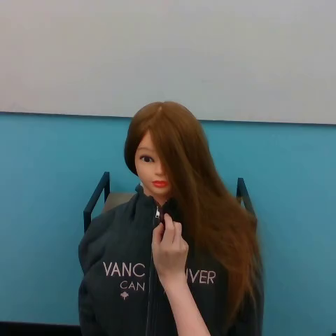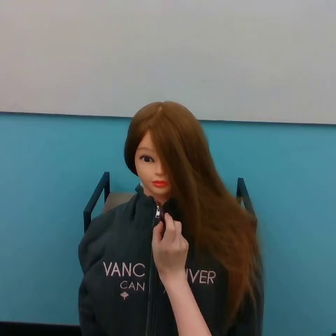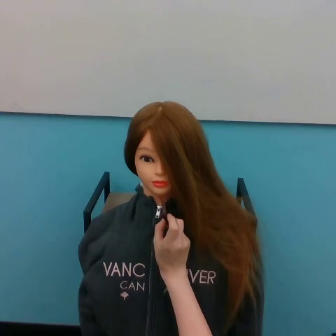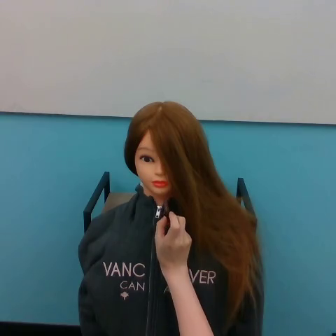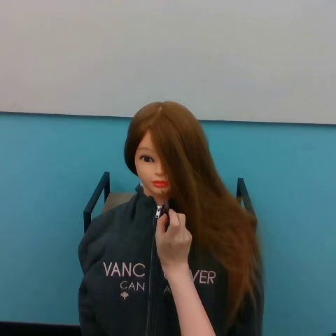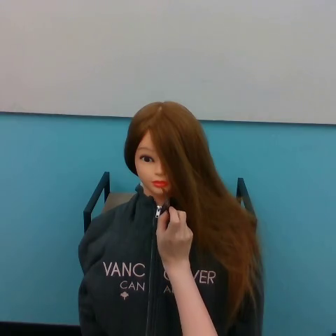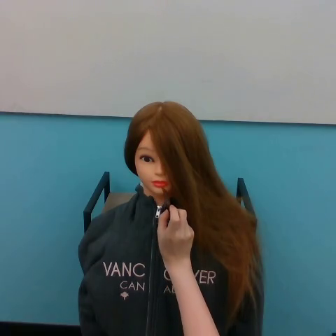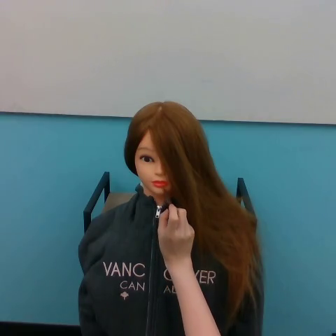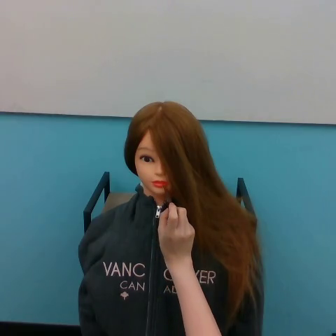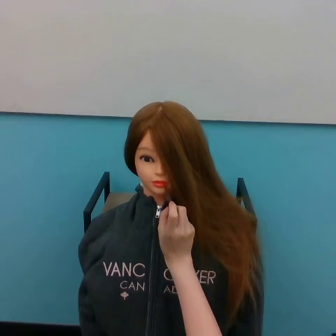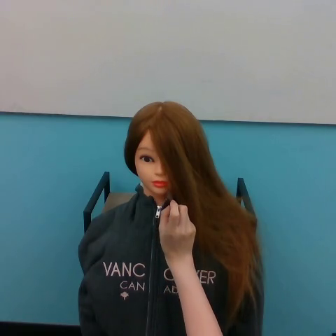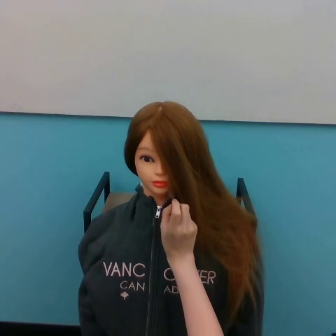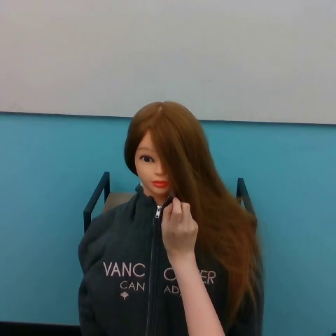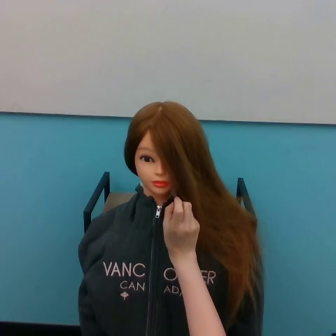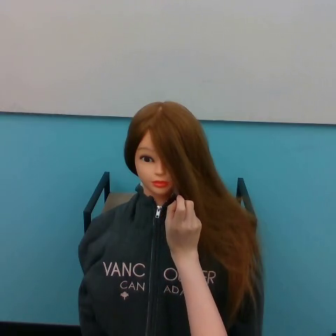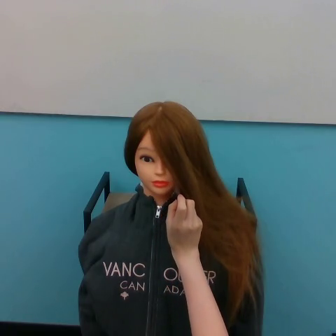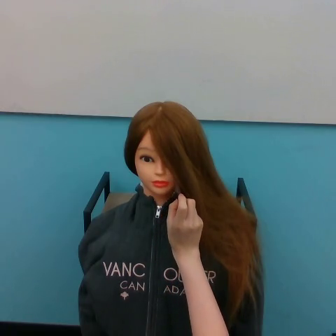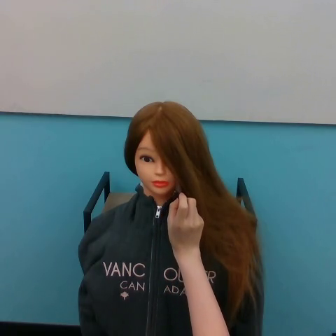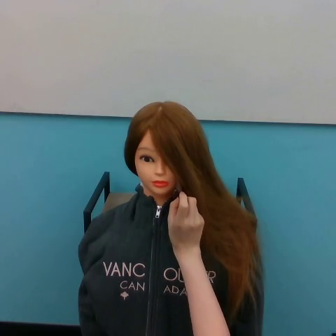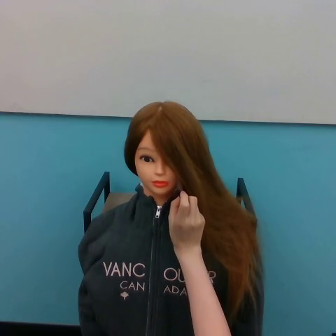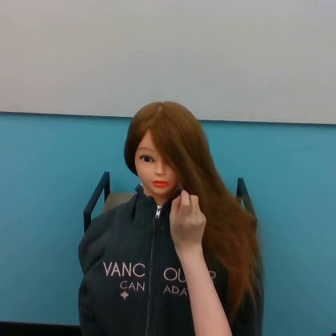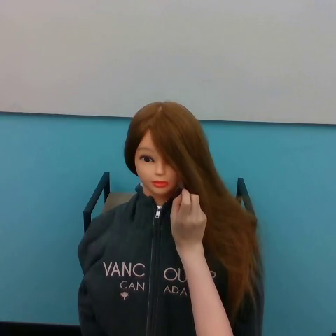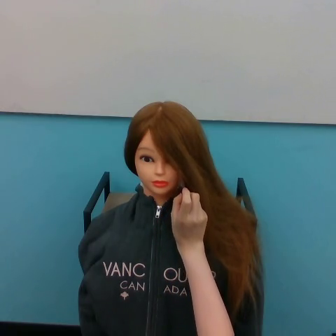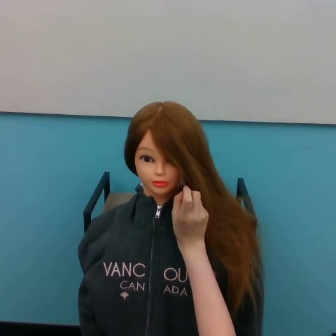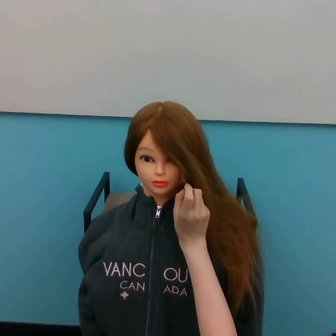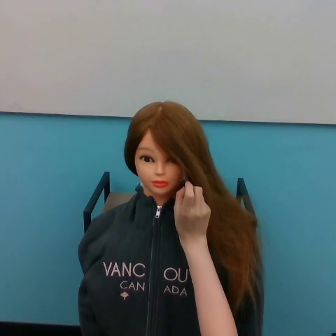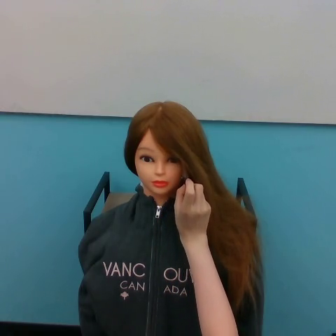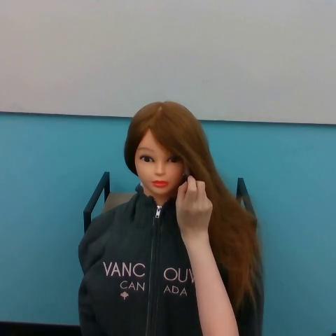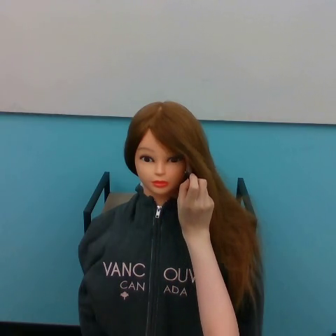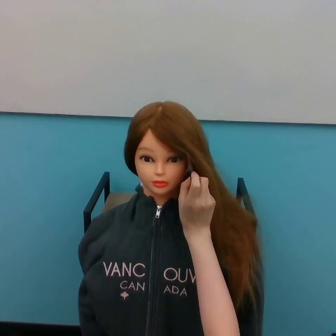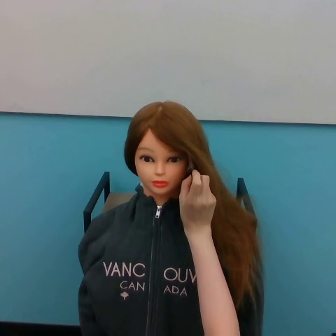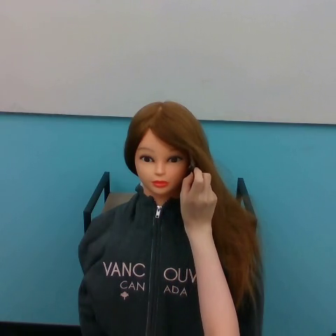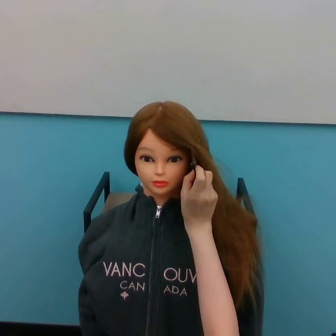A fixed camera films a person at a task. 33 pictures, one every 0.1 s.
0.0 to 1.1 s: The hand goes upward.
1.1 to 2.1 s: The hand moves only a little.
2.1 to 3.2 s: The hand goes upward.
Task: tidy front hair.
